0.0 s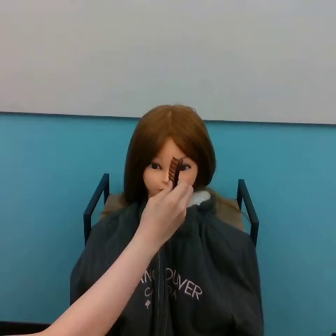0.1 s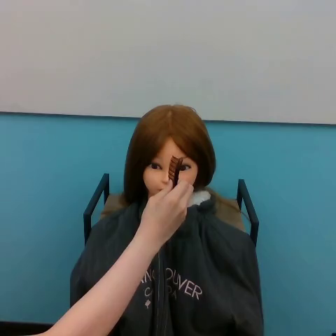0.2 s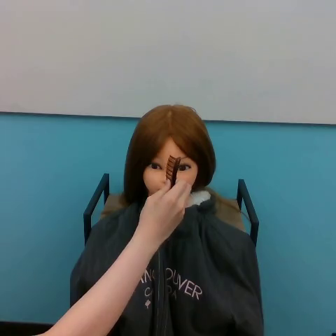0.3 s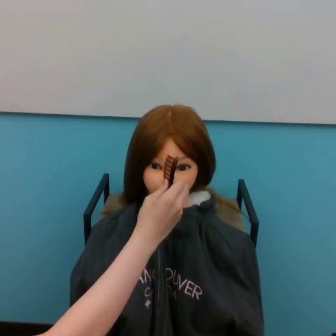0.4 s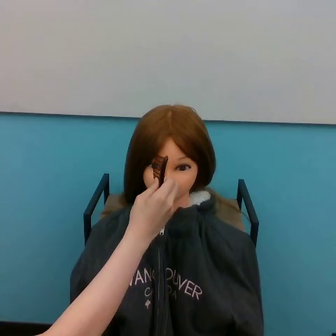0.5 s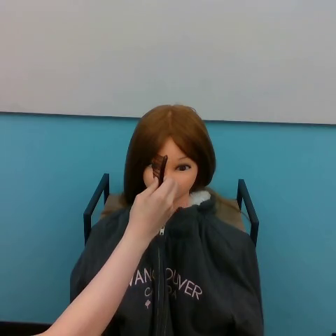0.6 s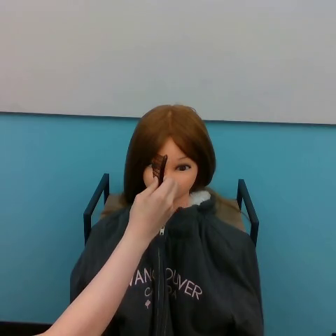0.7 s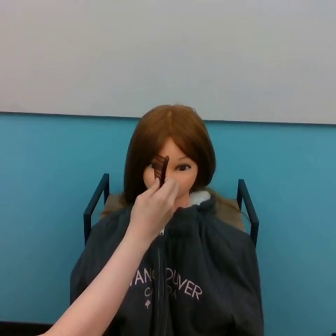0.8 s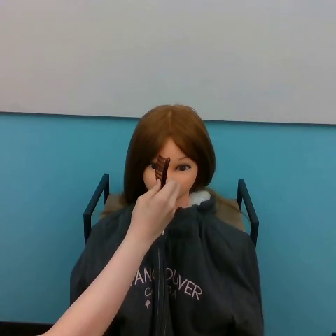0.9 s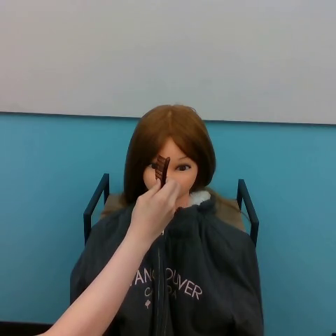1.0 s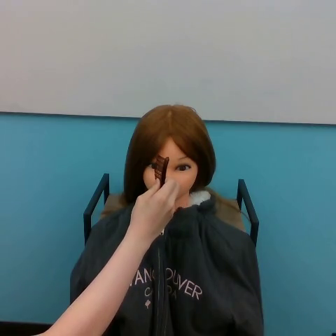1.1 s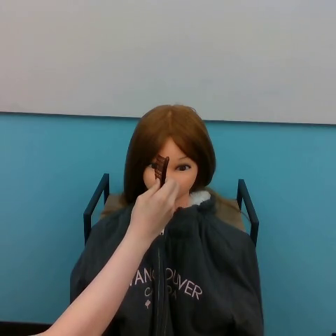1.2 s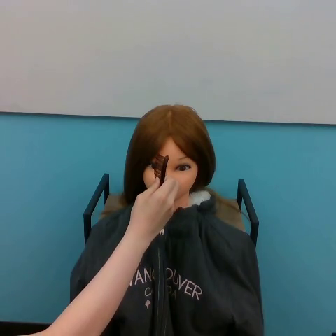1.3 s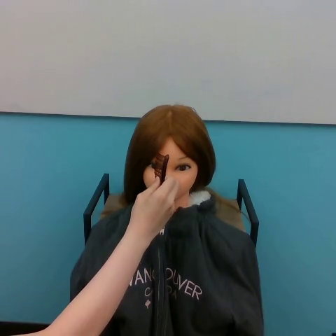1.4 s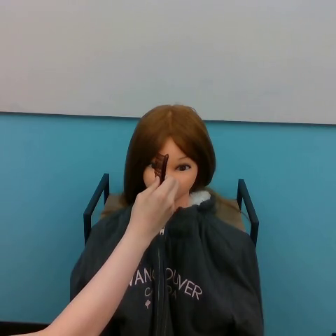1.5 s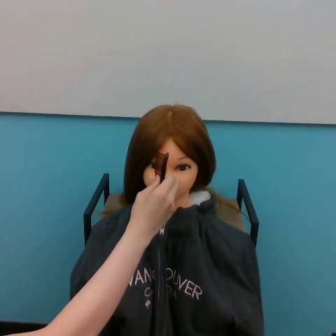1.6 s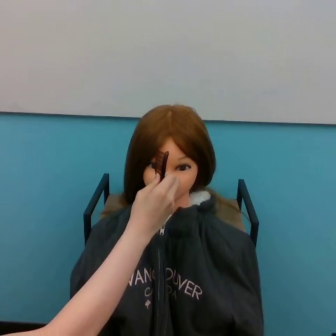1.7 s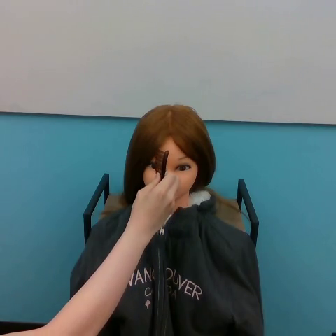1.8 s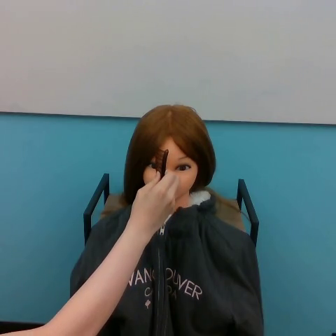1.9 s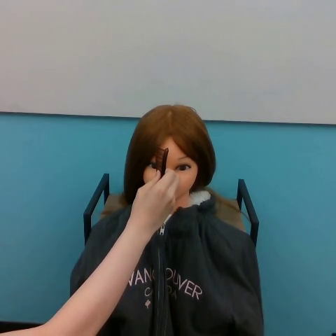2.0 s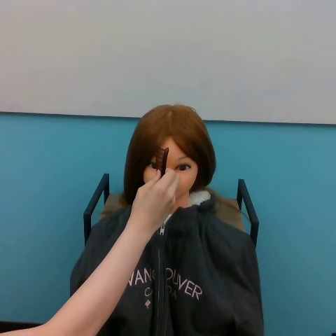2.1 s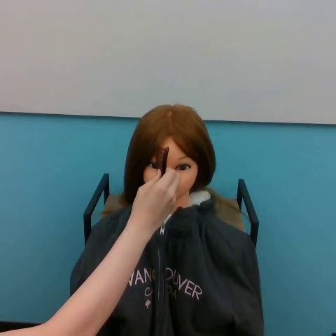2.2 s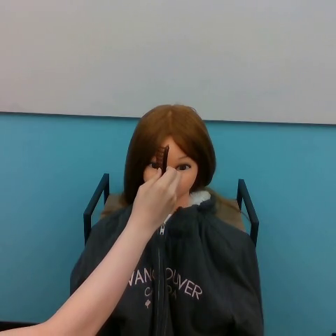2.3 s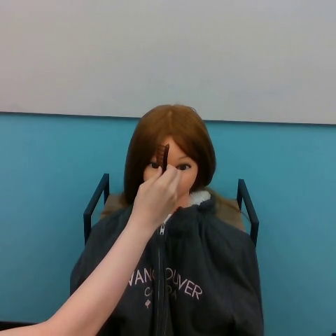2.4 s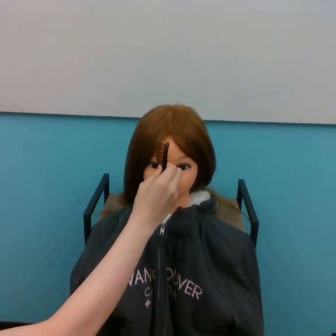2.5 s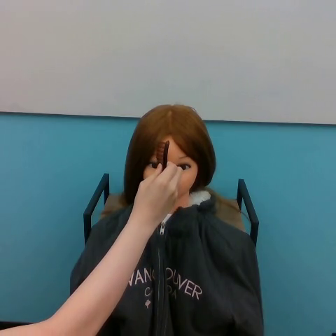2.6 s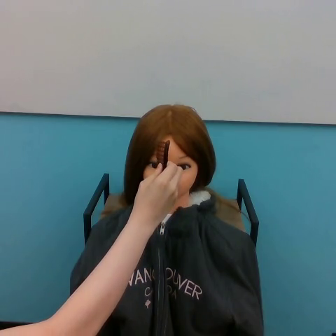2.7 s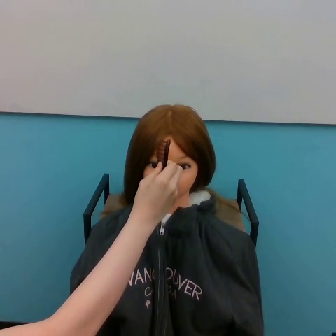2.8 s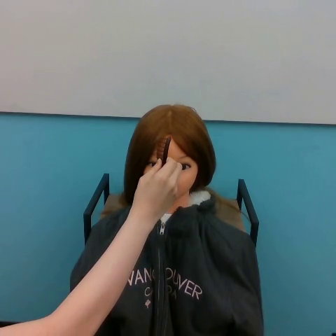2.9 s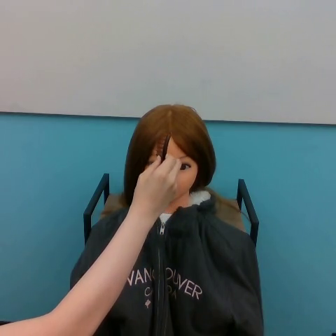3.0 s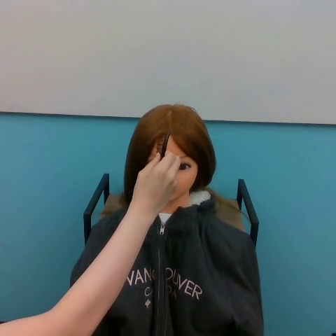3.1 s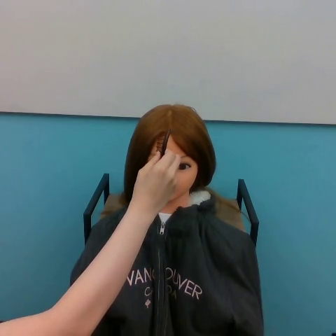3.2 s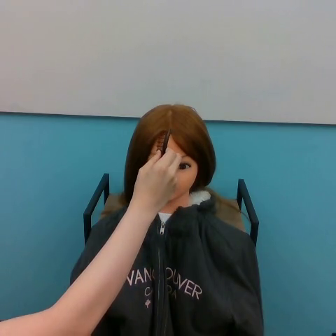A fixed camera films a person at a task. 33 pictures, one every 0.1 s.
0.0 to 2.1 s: The hand moves only a little.
2.1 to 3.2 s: The hand goes upward.
Task: part hair.
